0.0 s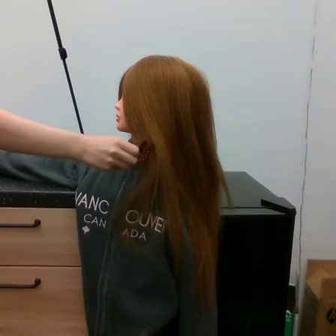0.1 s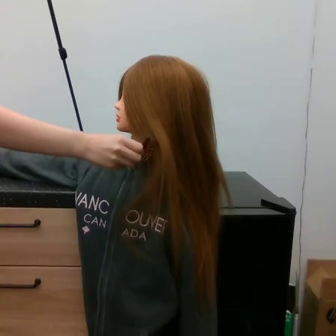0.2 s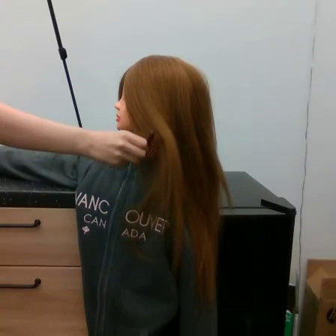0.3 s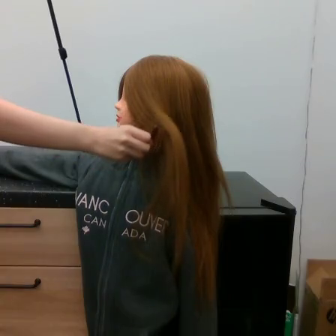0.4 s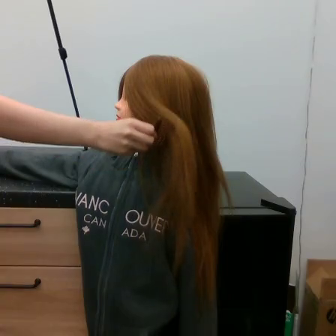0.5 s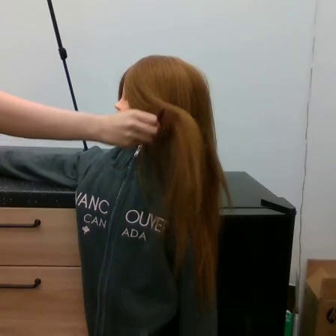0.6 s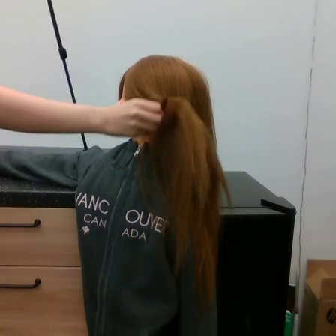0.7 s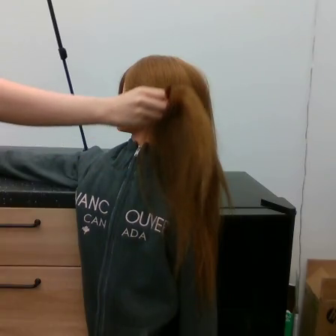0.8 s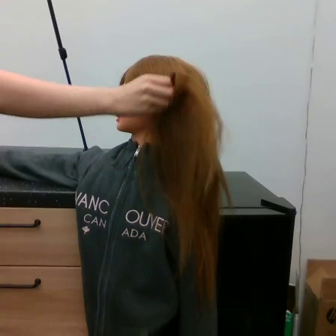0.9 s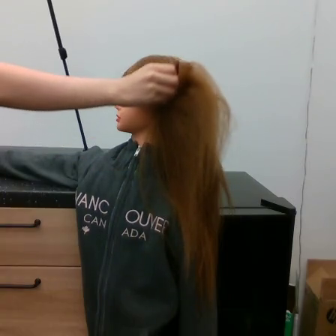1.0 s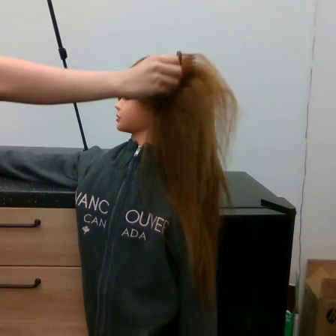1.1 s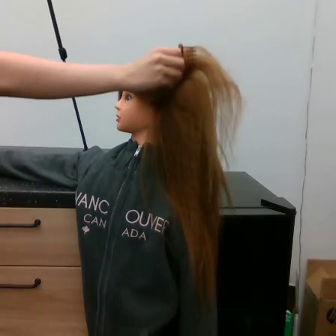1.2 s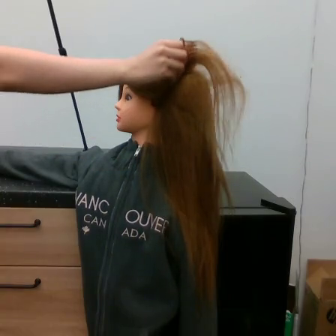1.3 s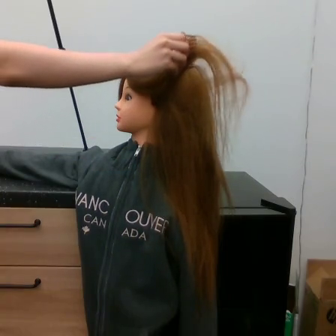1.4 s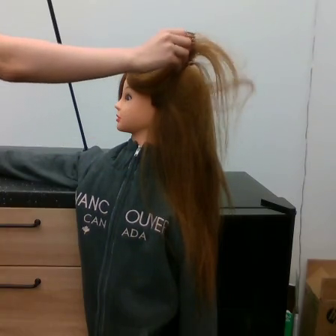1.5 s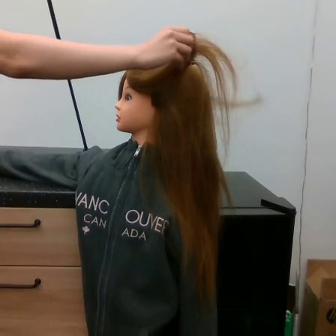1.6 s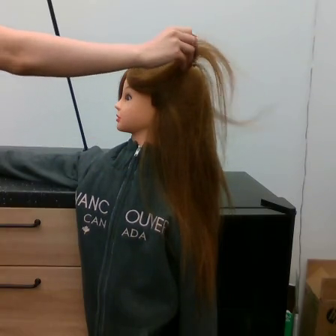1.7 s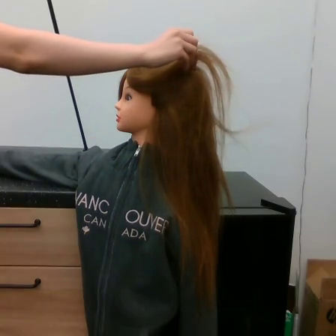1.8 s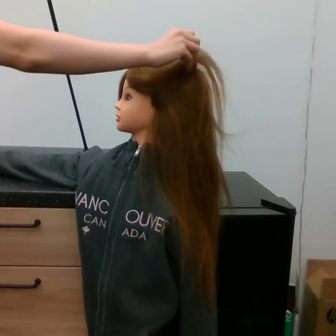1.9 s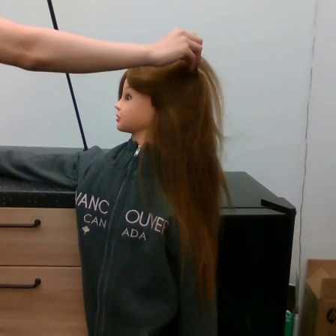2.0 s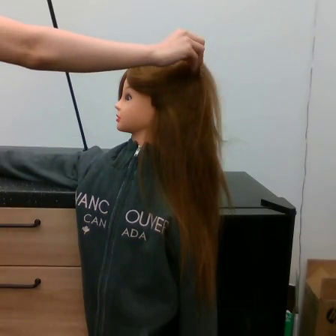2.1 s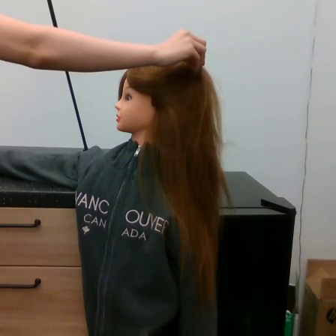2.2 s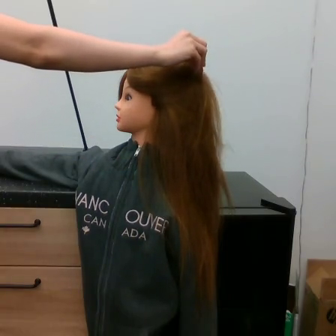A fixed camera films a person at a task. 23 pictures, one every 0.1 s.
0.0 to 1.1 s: The hand goes upward and to the right.
1.1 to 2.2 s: The hand goes to the right and upward, on a clockwise arc.
Task: tidy side hair.
Motion: move downward and to the right, then move upward and to the right.
